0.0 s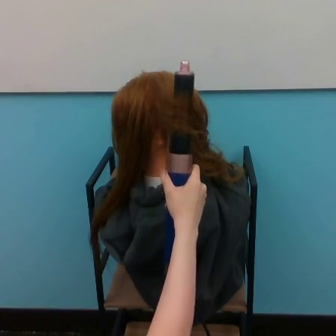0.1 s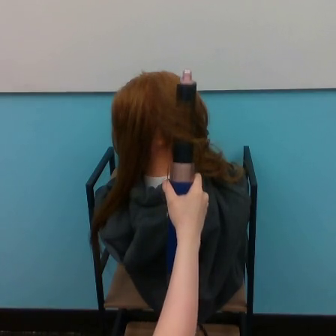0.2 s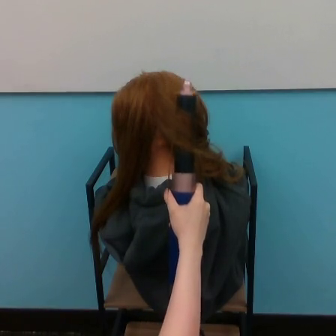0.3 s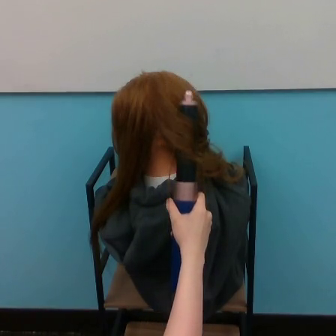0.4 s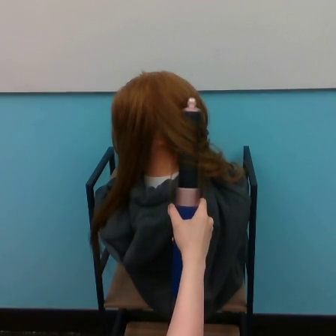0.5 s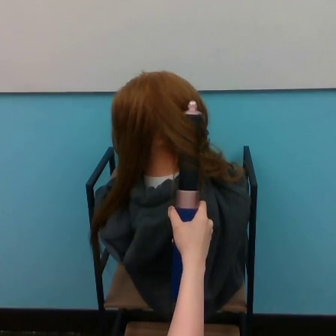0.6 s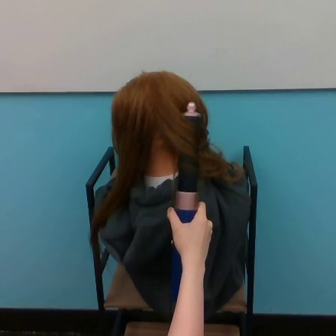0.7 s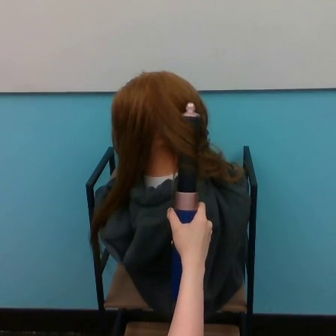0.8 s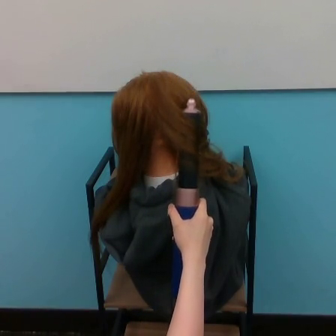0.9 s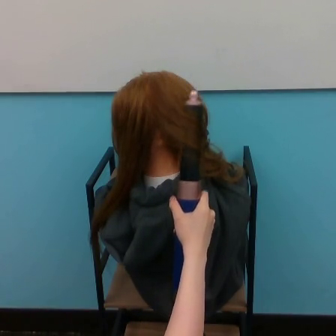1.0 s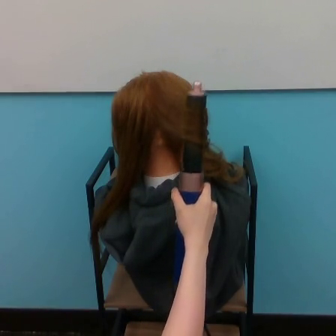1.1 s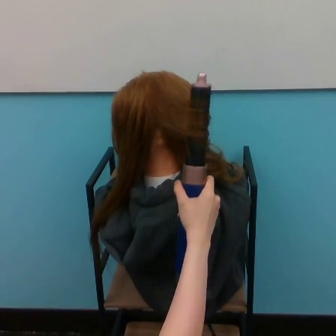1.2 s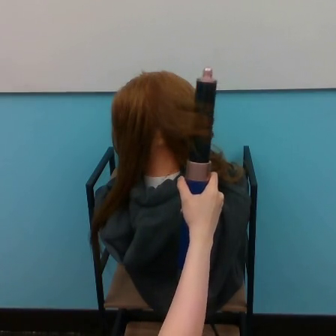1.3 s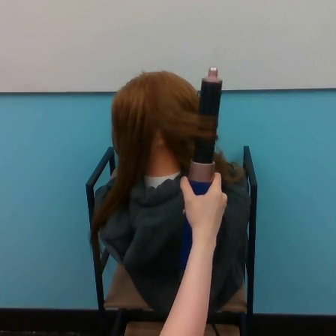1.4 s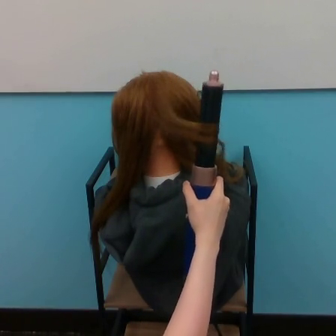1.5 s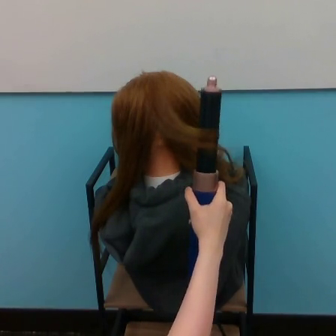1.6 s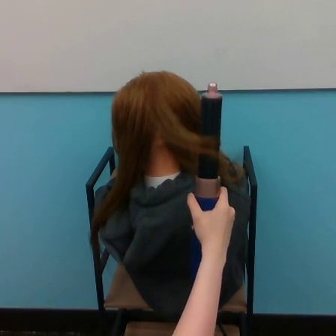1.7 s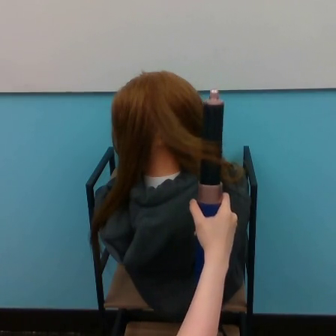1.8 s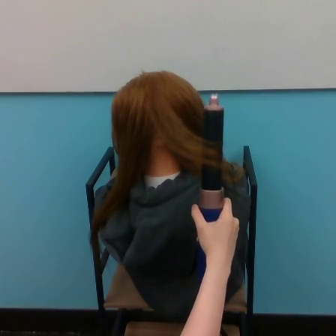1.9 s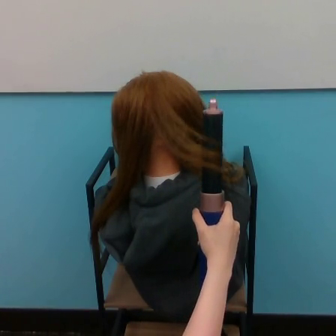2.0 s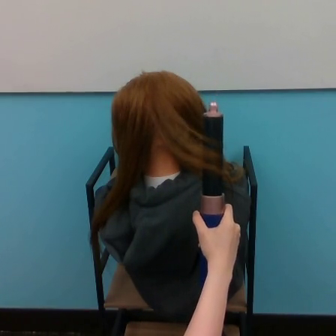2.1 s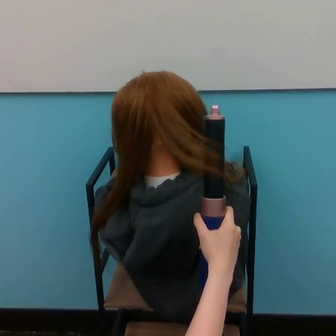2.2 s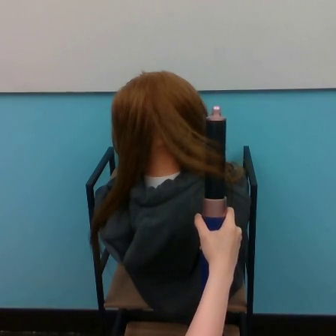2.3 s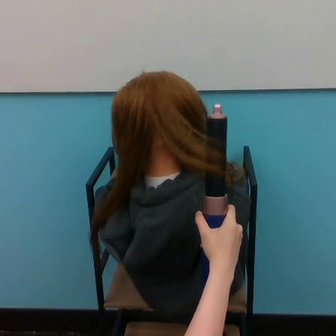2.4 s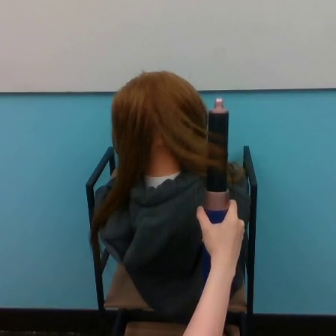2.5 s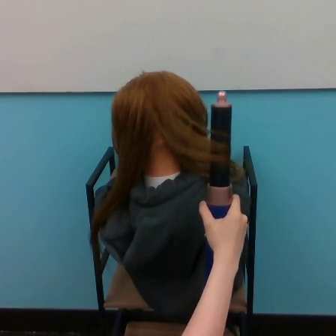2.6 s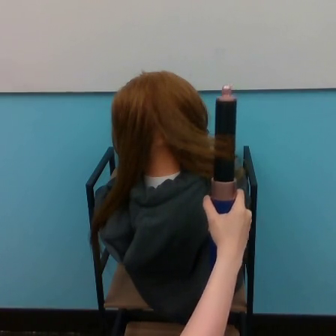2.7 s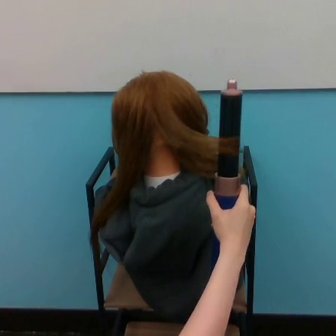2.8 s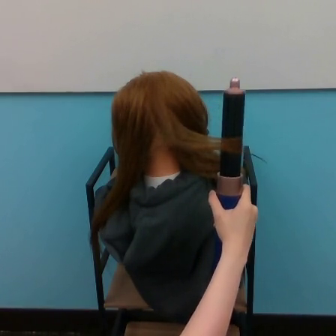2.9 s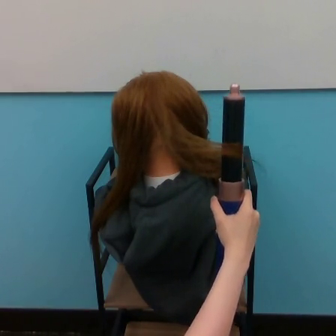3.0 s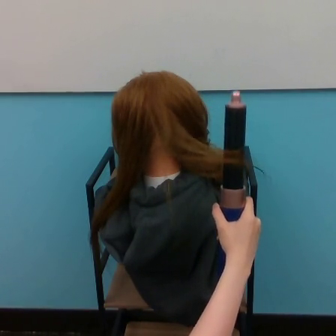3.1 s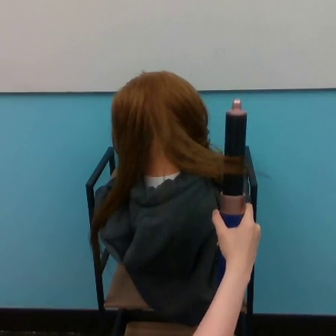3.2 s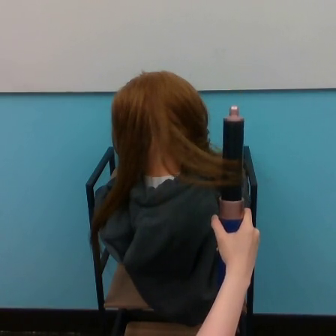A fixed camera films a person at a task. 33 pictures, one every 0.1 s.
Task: curl hair.
0.0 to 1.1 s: The hand goes downward, then upward.
1.1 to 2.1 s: The hand goes downward and to the right, on a clockwise arc.
2.1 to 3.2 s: The hand goes upward and to the right, then downward, on a clockwise arc.
